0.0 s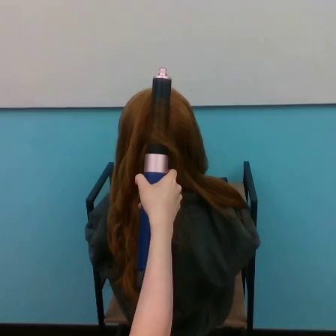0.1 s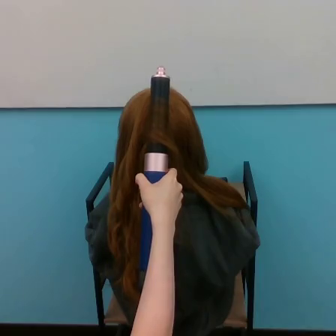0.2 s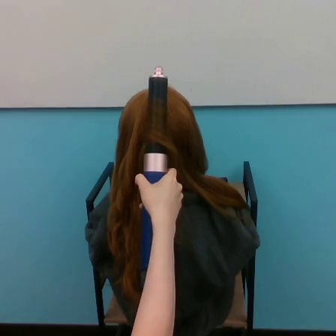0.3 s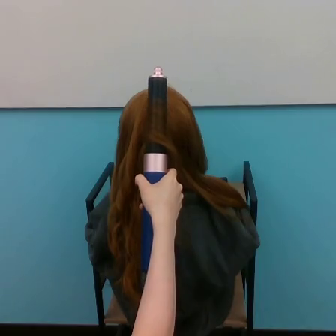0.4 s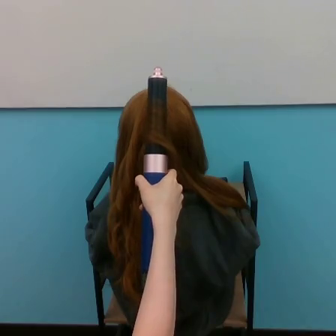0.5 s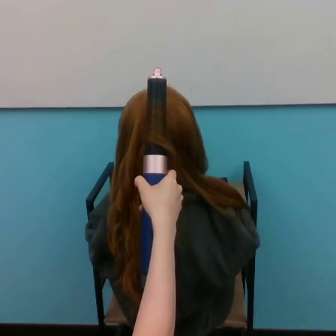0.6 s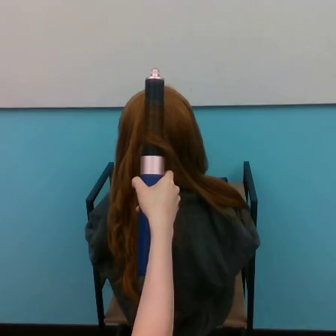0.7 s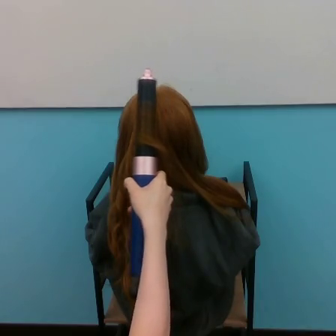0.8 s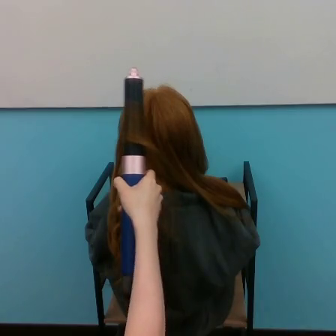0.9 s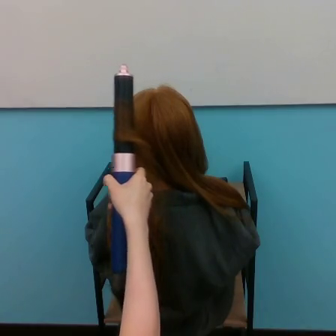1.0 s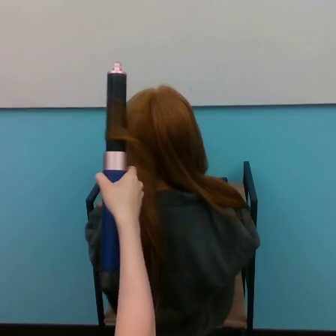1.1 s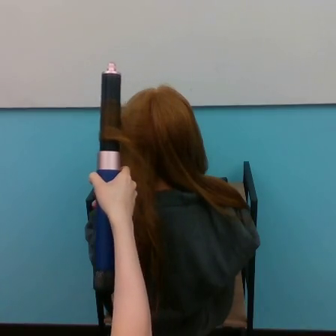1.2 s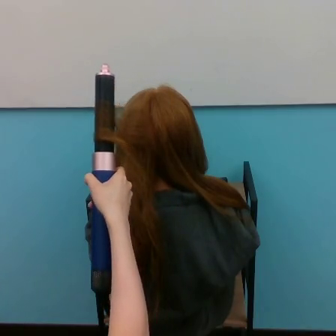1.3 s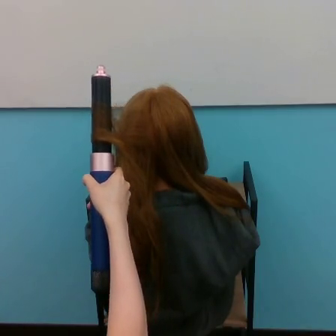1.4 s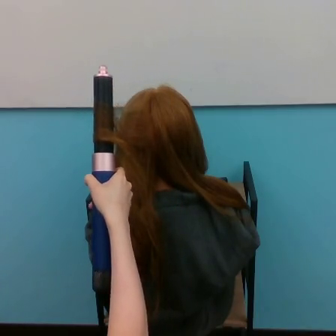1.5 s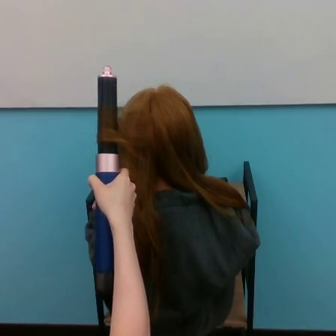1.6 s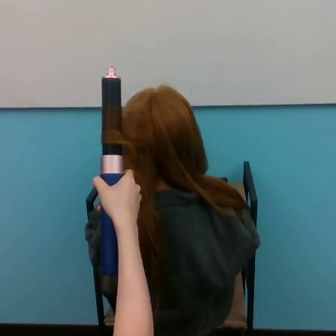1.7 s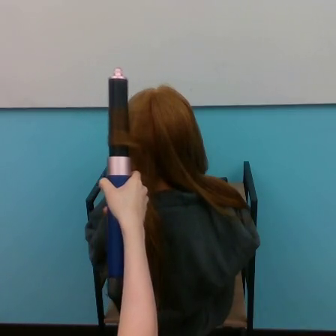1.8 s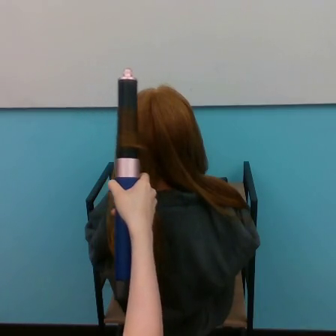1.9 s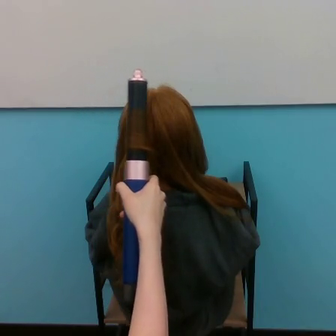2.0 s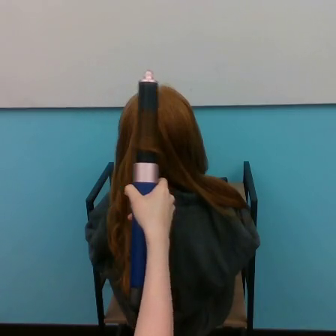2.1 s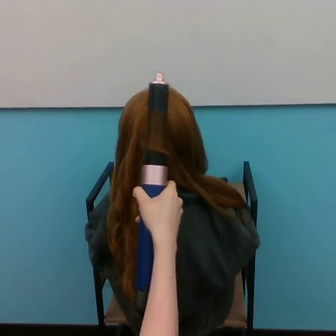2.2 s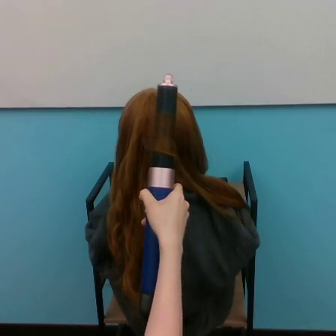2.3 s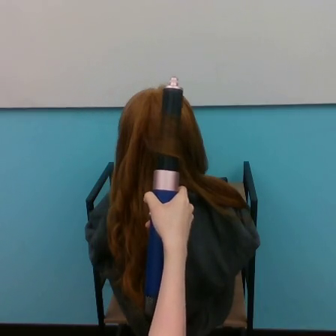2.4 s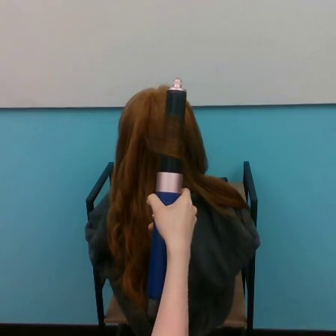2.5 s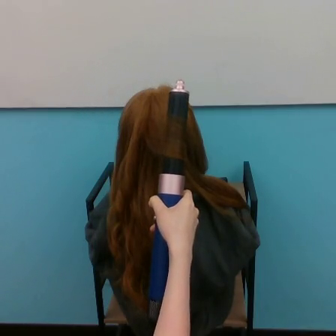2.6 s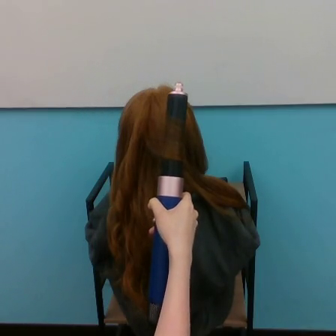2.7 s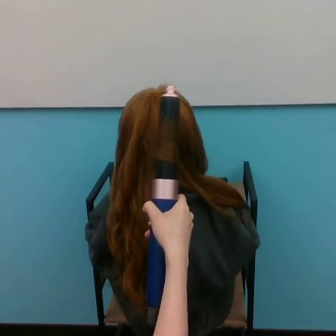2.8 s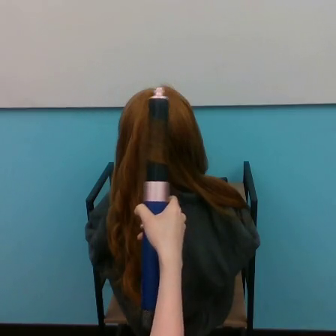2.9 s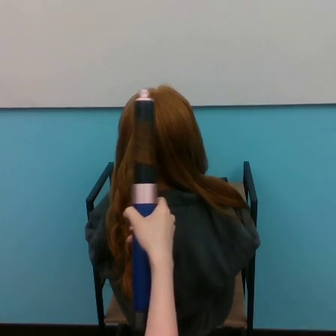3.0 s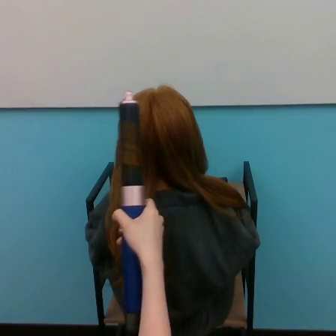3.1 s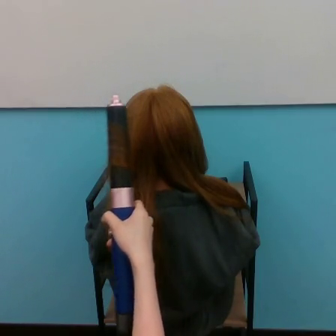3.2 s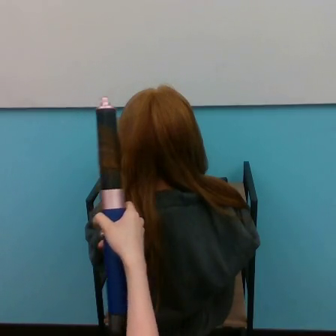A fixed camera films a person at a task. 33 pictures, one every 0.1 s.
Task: curl hair.
0.0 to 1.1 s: The hand goes to the left.
1.1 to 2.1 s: The hand goes to the right.
2.1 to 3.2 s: The hand goes to the left and downward.
